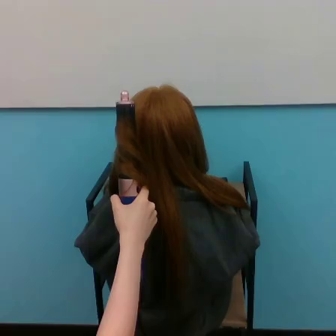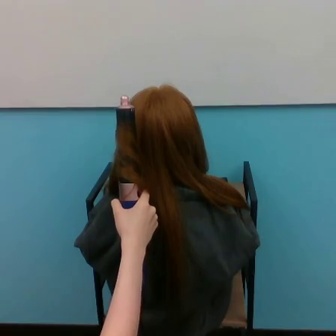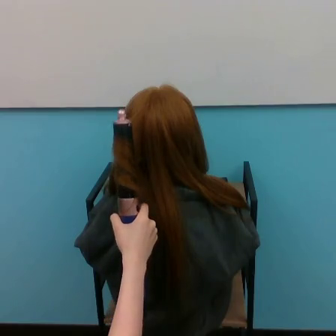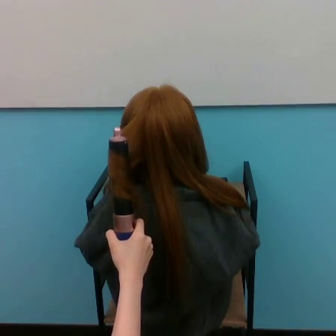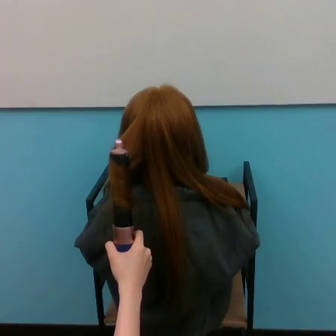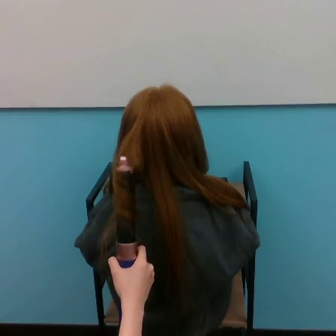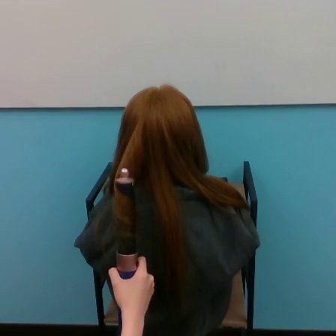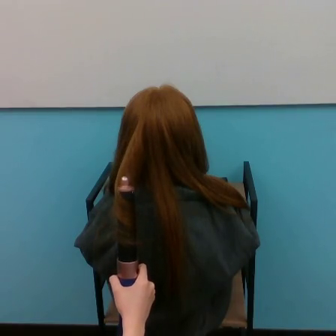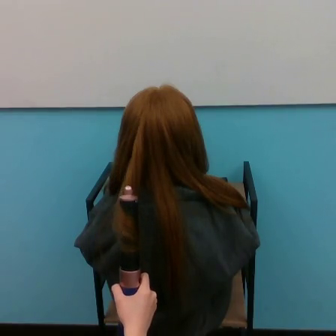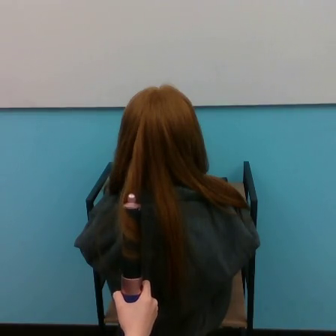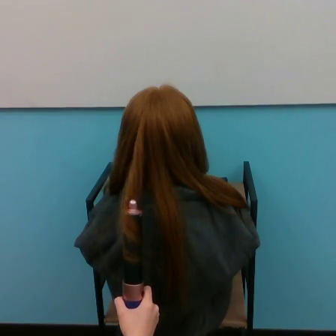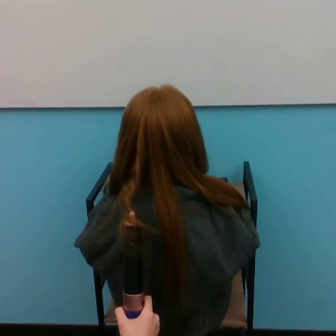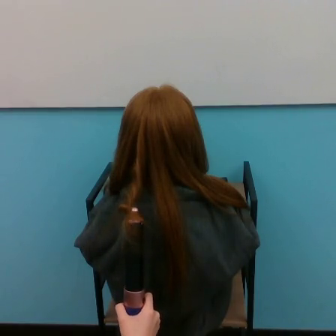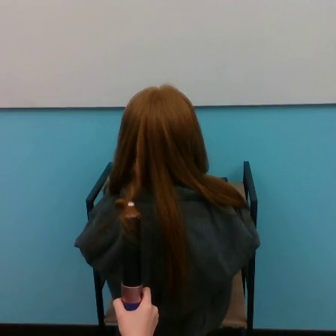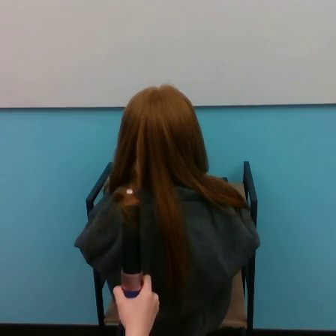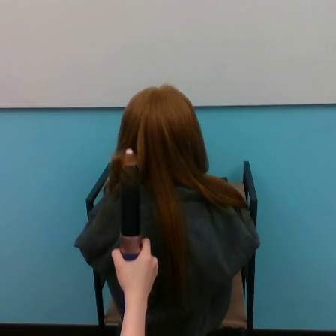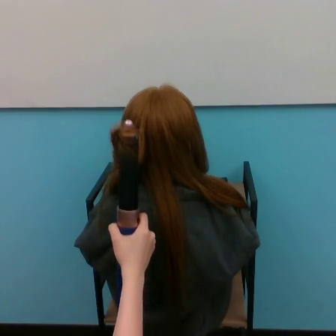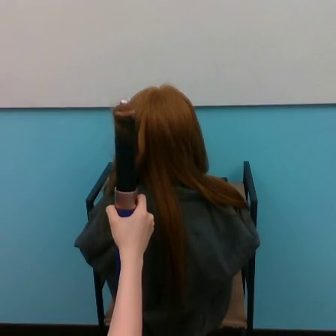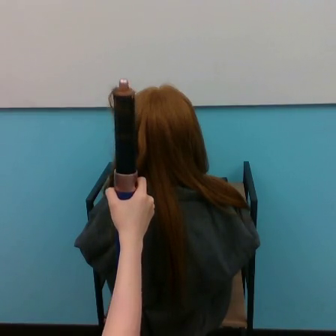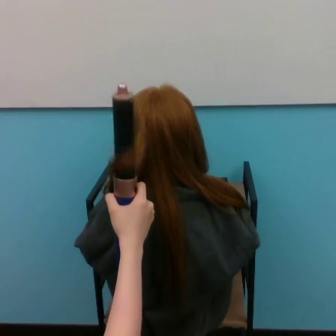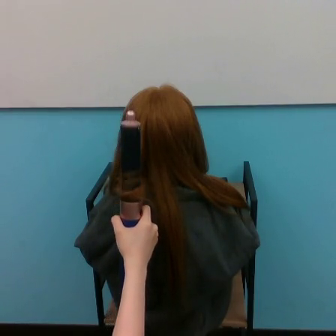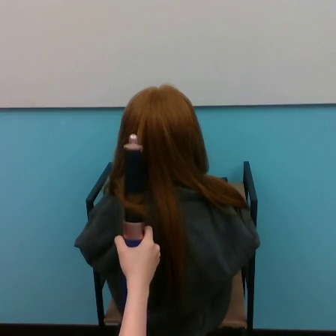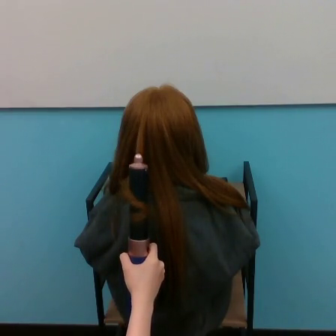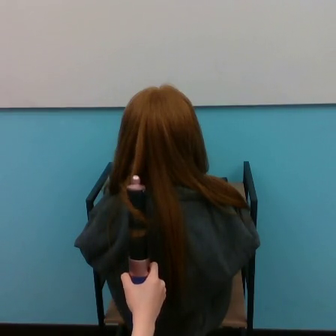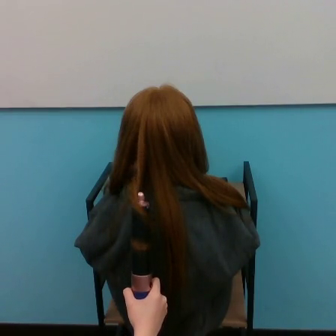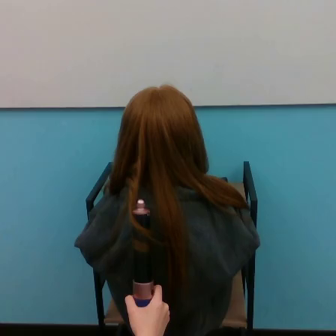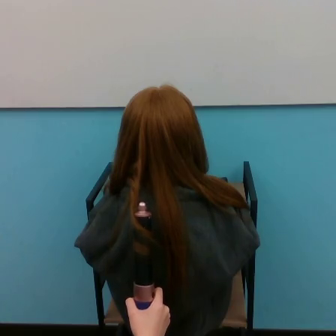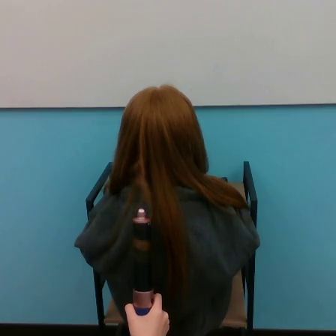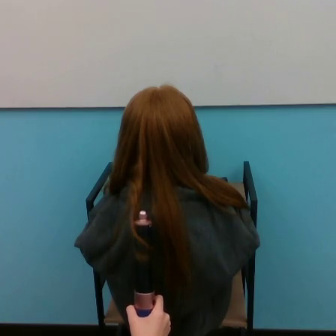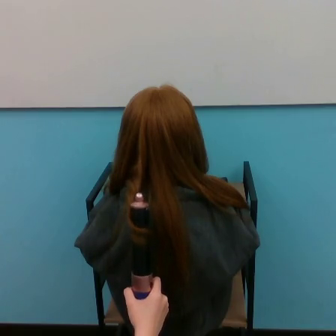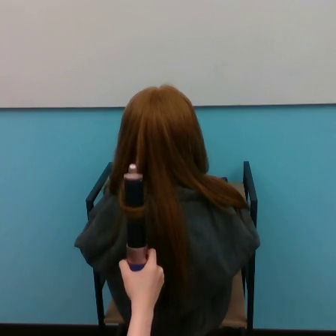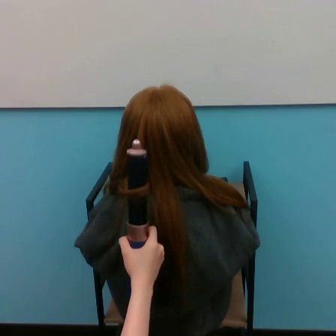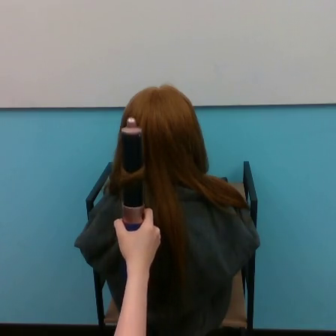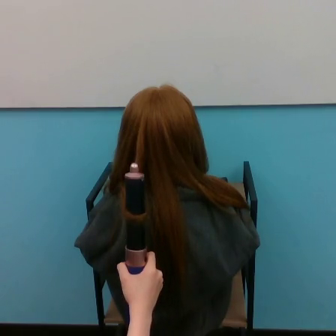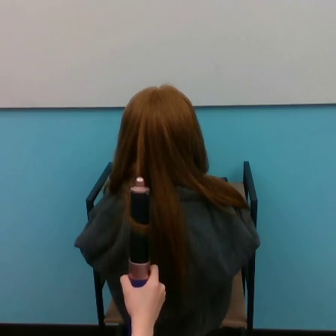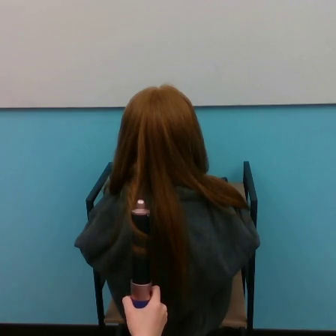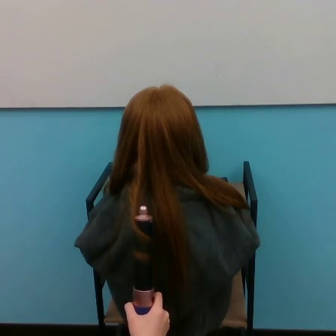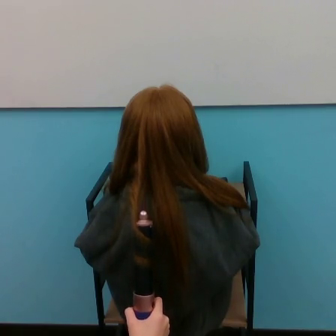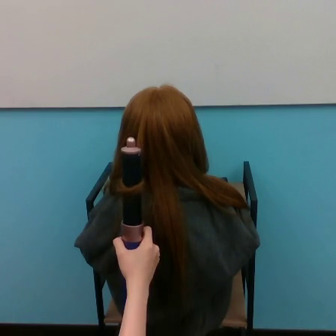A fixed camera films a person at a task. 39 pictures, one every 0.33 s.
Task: curl hair.
Motion: move down and up 3 times.
0.00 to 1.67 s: The hand goes downward.
1.67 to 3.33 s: The hand goes downward.
3.33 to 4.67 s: The hand goes upward, then downward.
4.67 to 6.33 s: The hand goes upward.
6.33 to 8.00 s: The hand goes downward.
8.00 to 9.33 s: The hand goes downward.
9.33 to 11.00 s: The hand goes upward, then downward.
11.00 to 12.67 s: The hand goes downward, then upward.
